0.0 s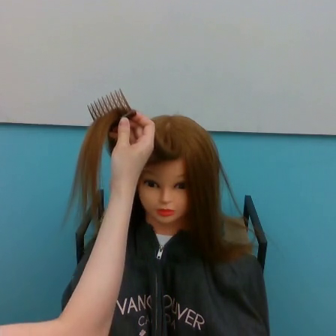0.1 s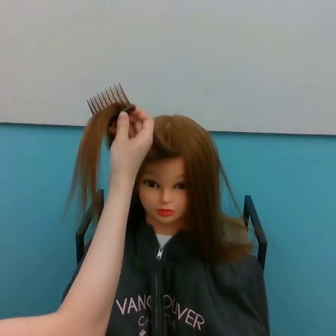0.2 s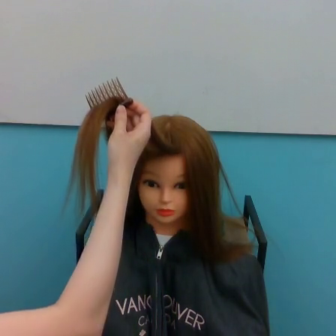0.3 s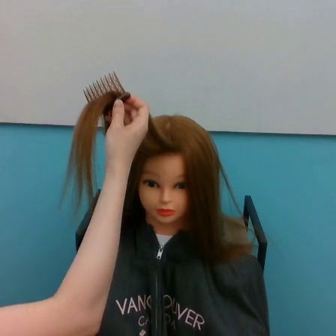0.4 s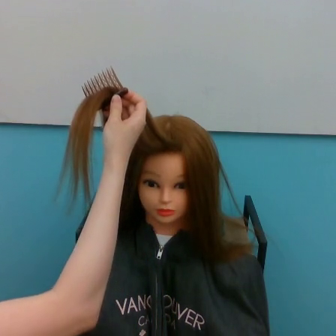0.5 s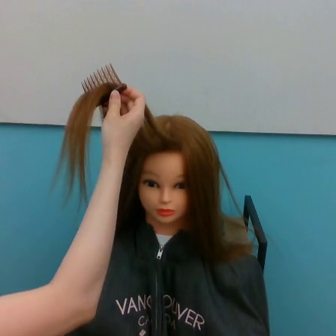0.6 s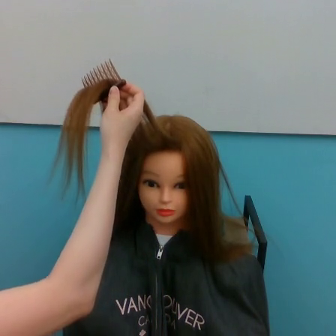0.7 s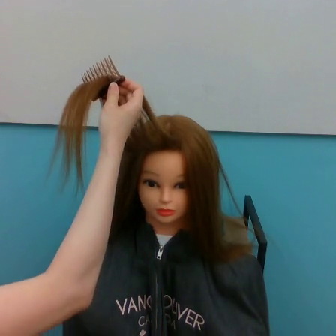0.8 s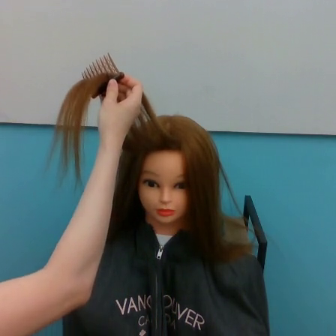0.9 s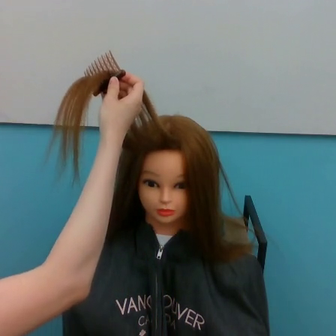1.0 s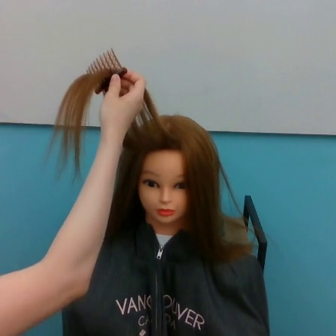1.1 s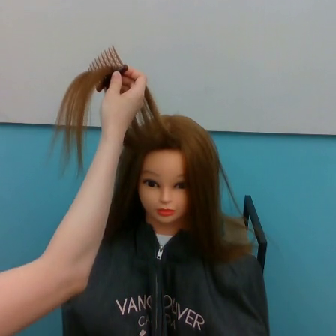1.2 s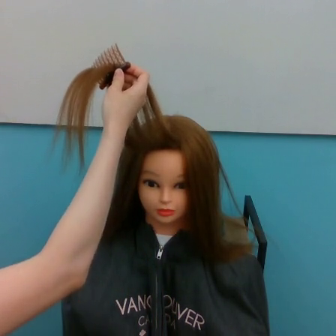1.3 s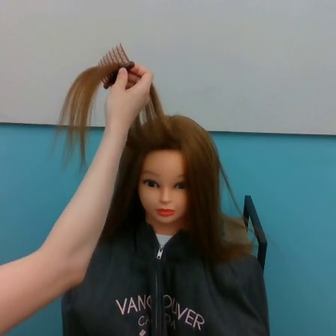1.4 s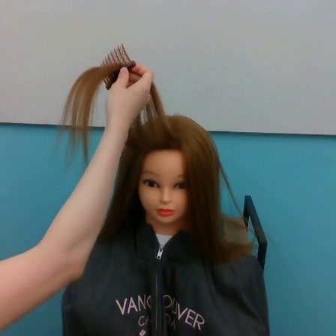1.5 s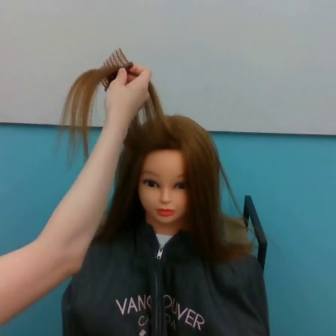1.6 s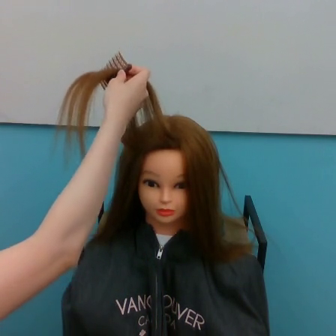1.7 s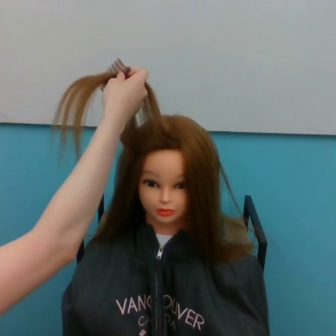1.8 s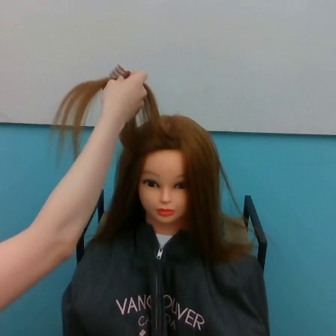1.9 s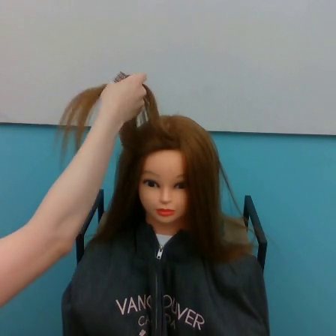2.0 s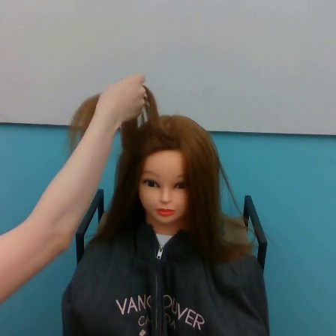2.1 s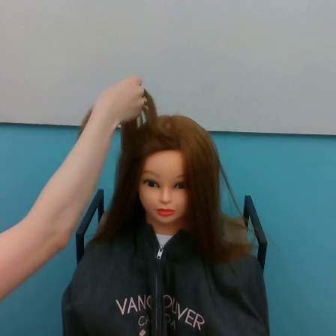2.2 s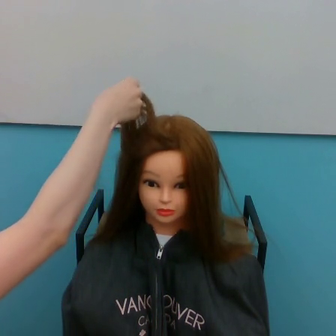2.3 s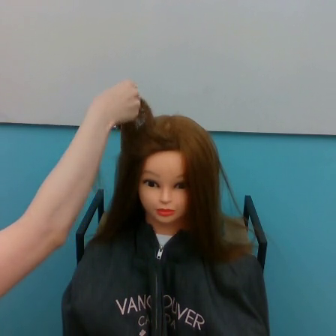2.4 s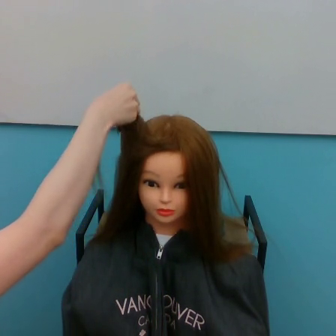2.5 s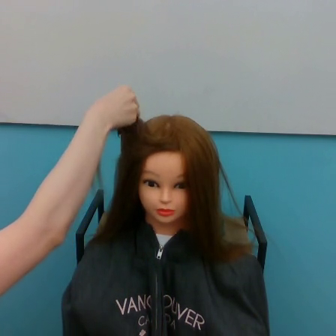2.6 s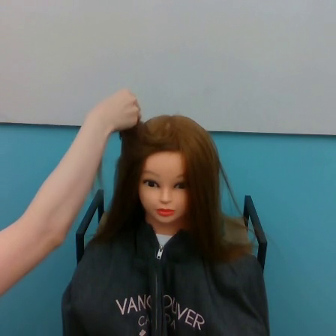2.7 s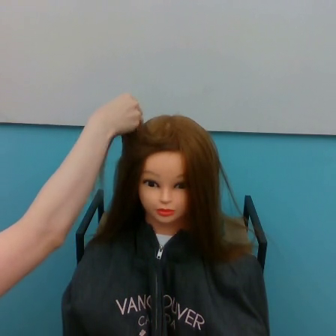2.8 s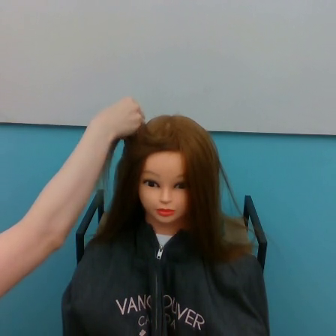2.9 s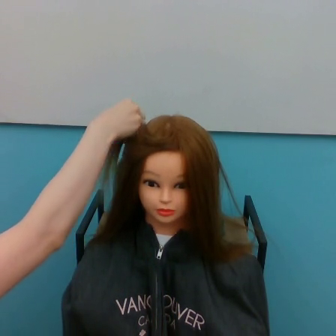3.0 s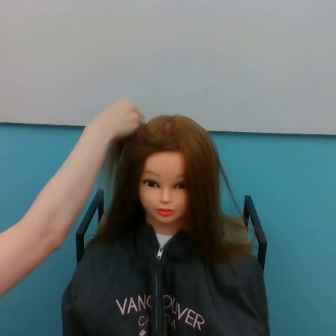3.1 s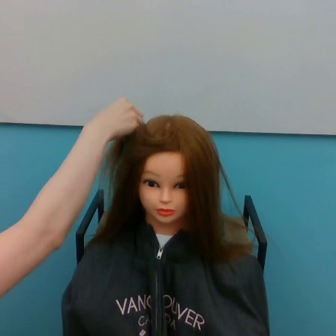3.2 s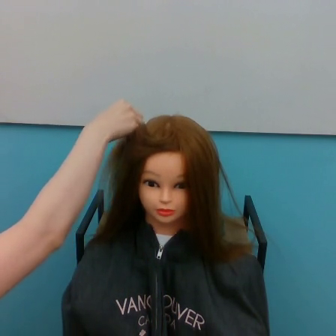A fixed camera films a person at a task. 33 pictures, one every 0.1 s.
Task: tidy front hair.
0.0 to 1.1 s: The hand goes upward.
1.1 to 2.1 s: The hand moves only a little.
2.1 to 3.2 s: The hand goes downward.
